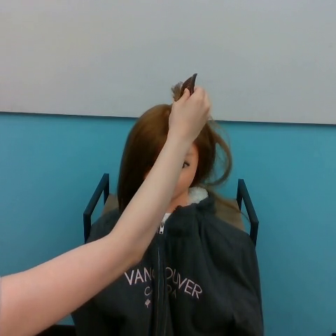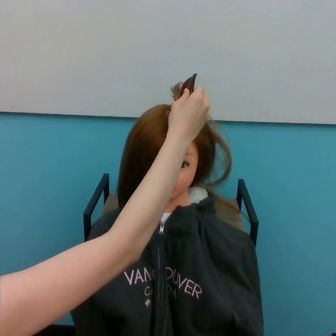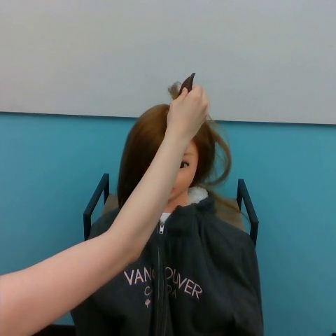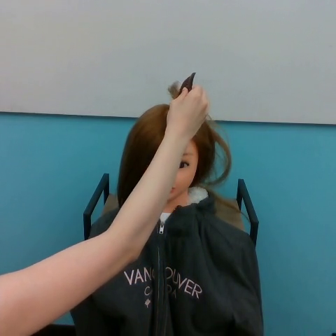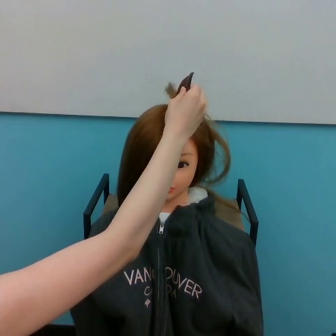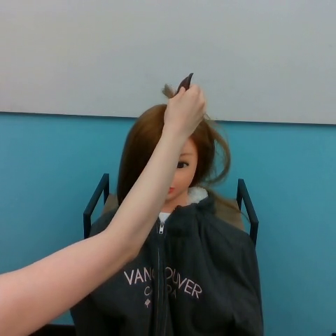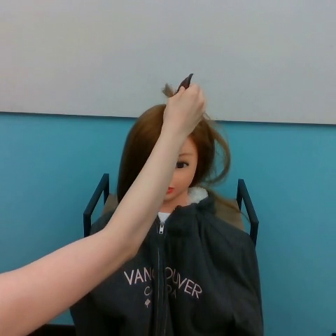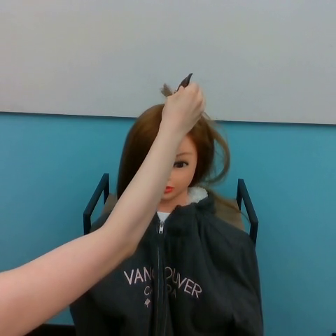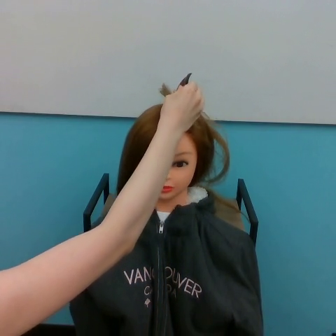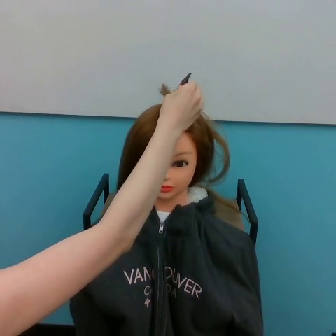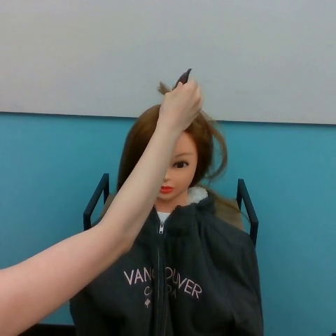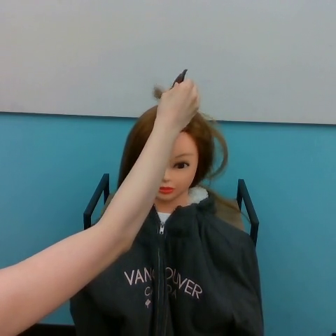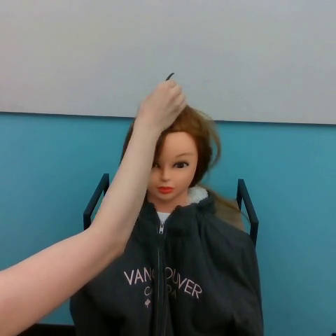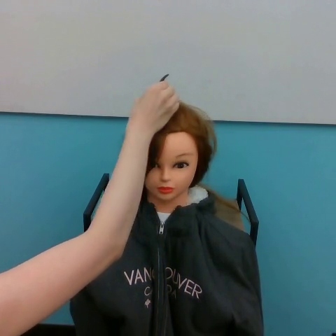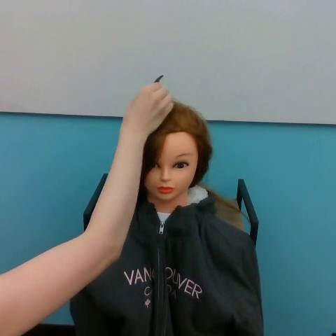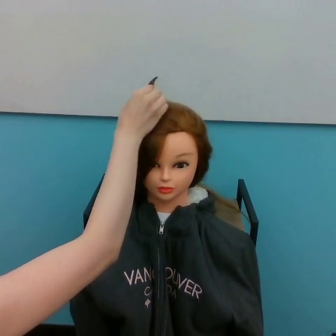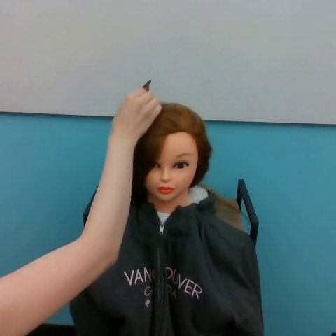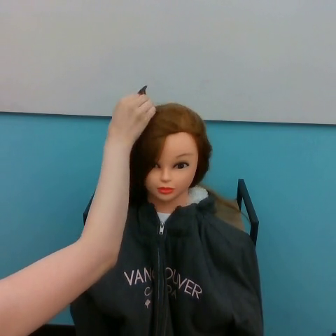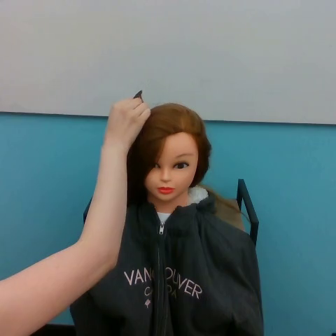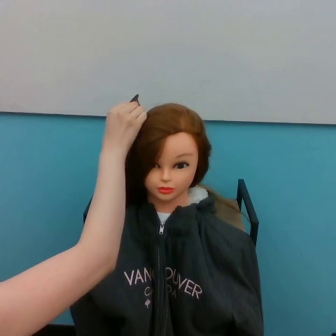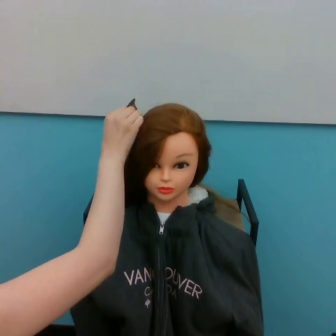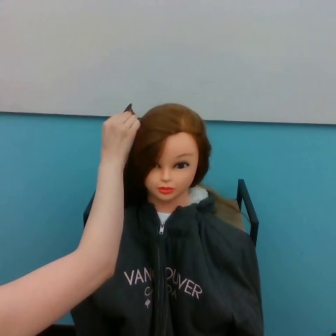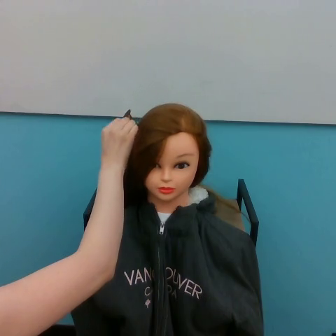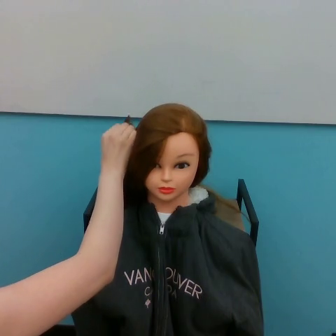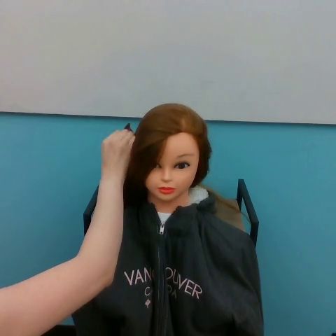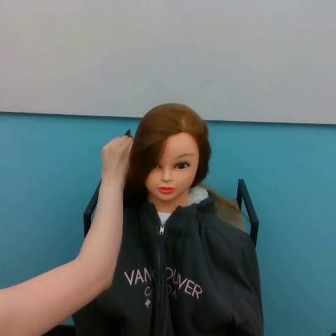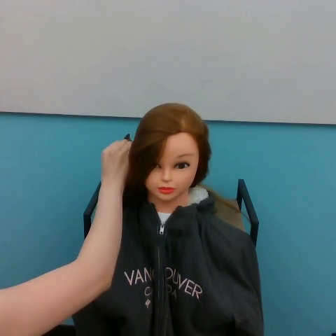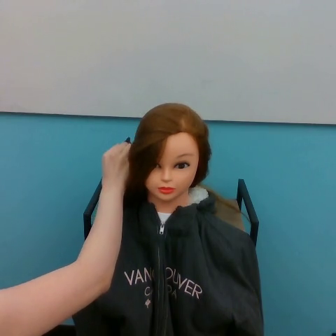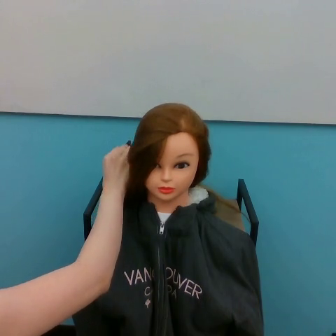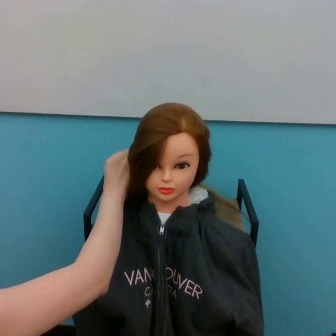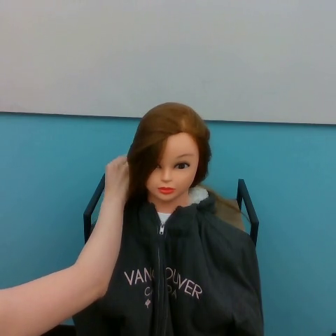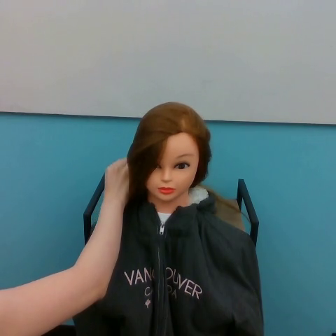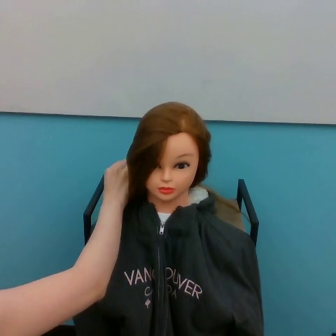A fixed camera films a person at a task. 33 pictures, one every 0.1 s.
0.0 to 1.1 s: The hand moves only a little.
1.1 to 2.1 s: The hand goes to the left and downward.
2.1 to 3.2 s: The hand goes downward.
Task: part hair.
